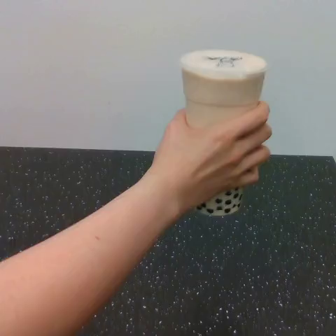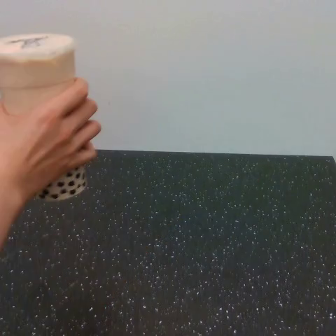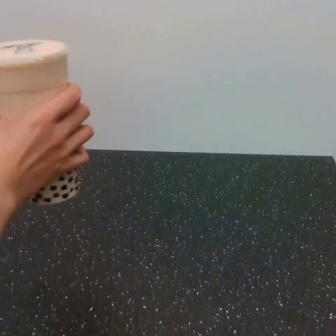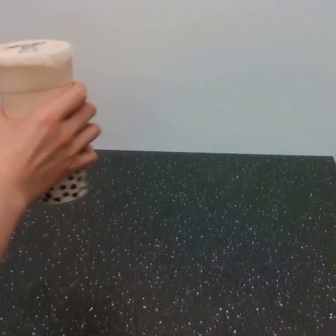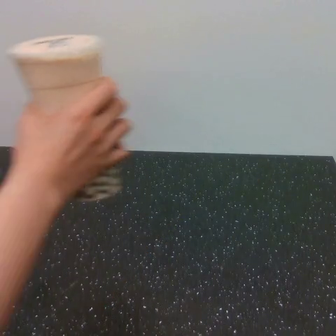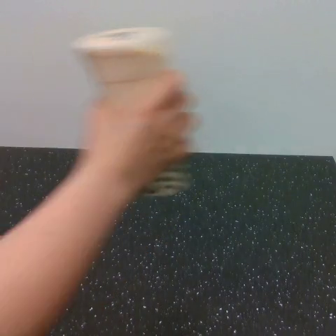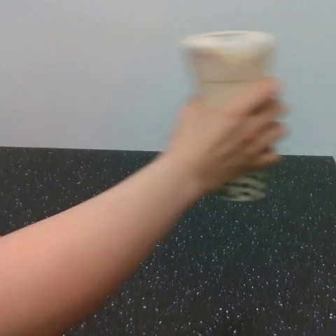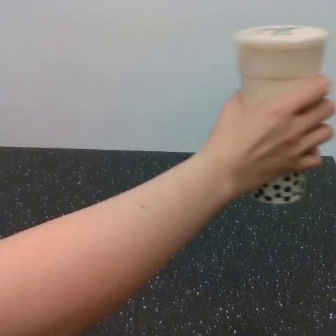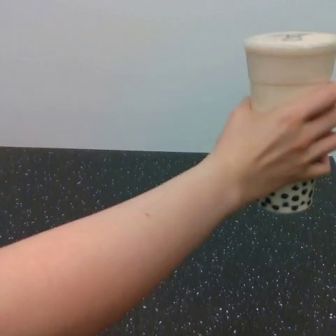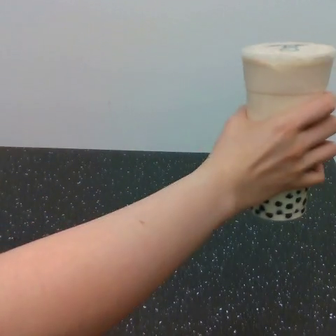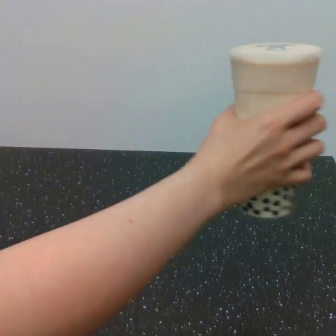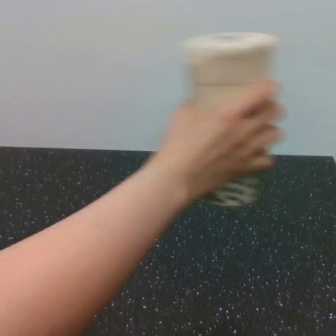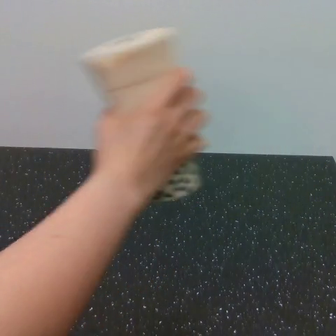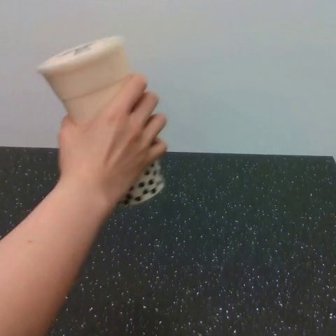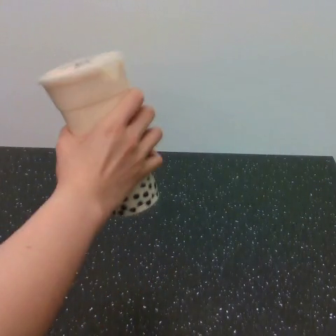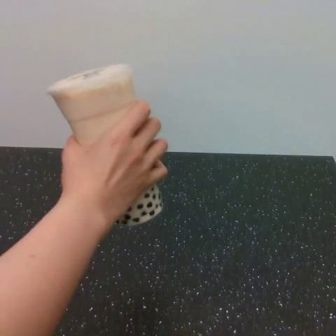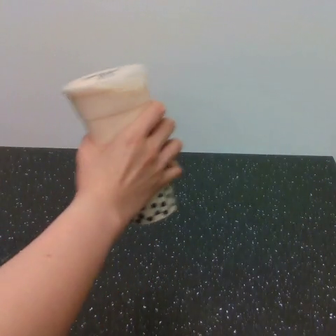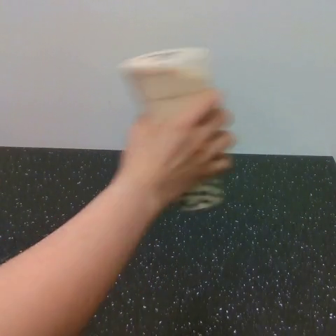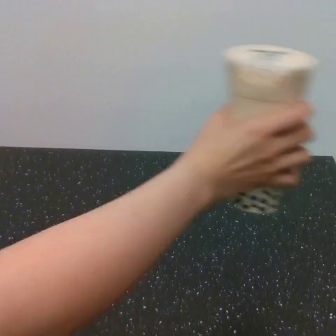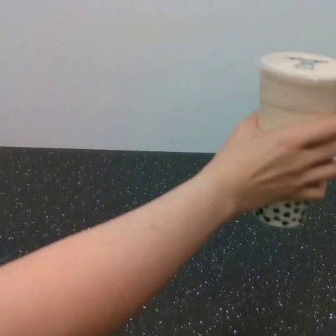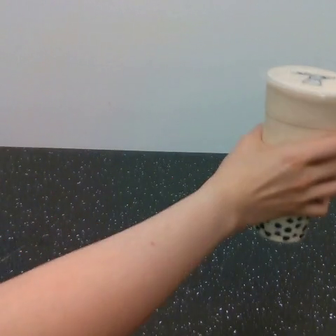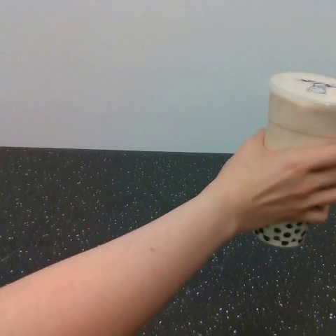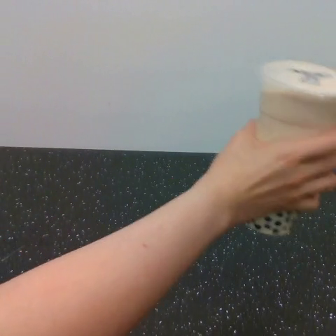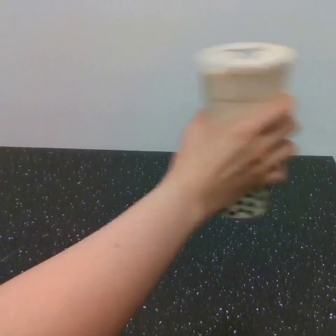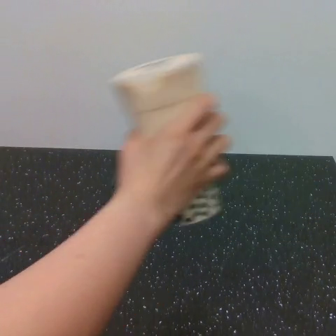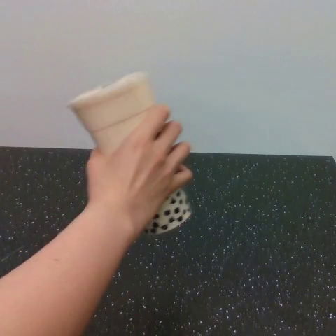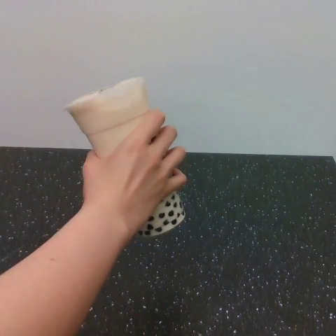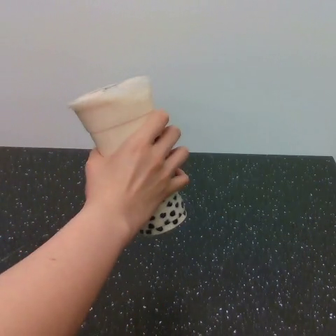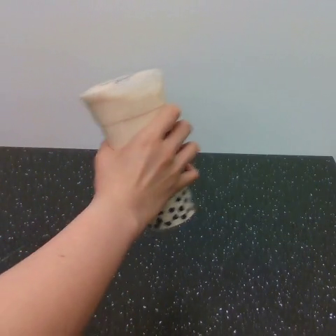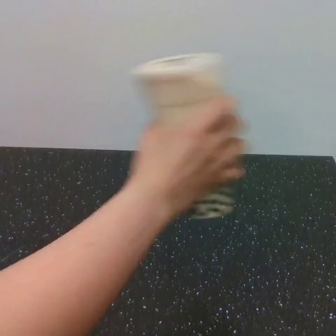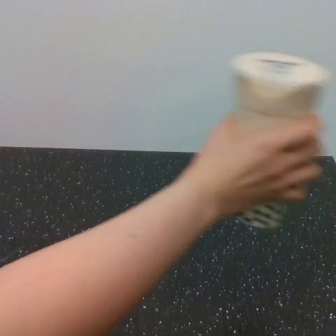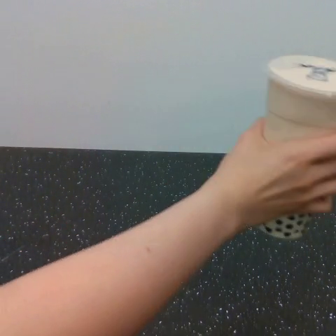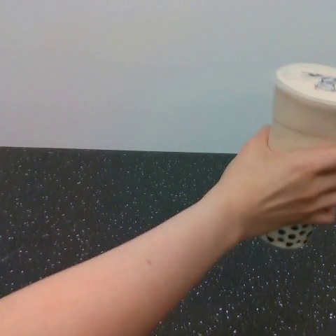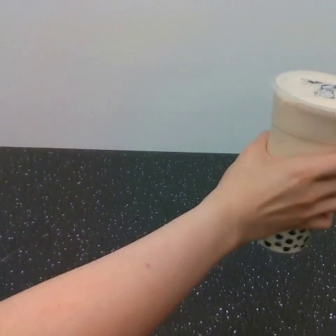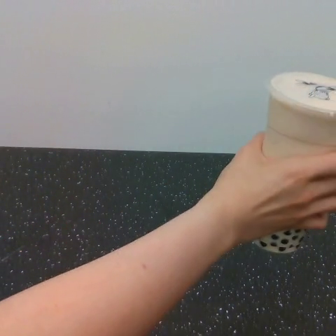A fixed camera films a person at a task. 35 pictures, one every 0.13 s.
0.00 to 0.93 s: The hand goes to the left, then to the right.
0.93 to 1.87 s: The hand goes to the left.
1.87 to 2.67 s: The hand goes to the right.
2.67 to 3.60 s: The hand goes to the left.
3.60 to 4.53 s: The hand goes to the right.
Task: shake the boba.
Motion: move to the left and move to the right, repeating this sequence 3 times.
